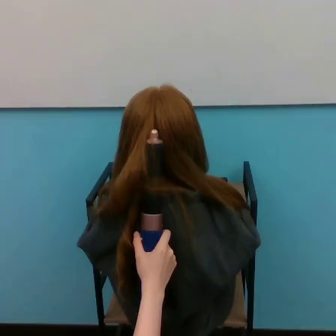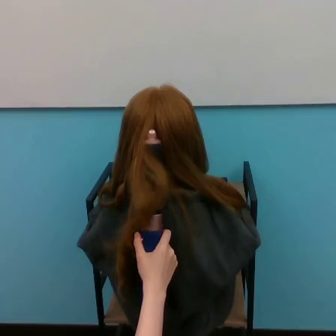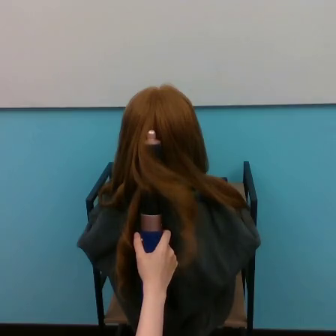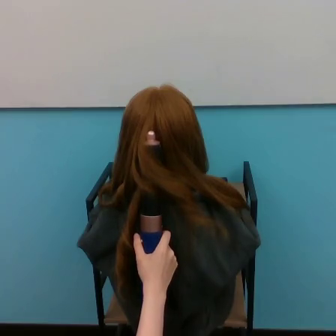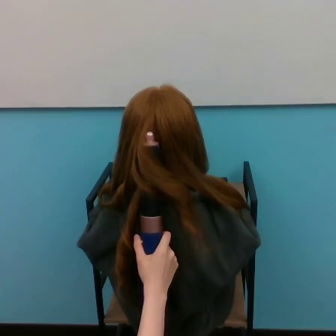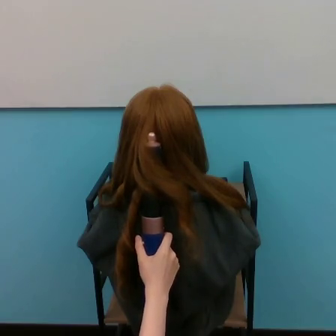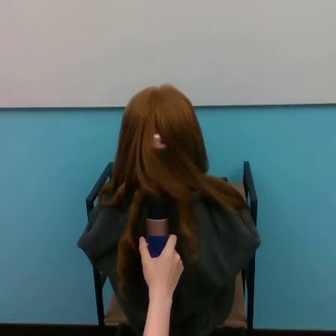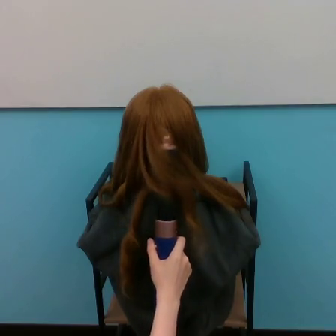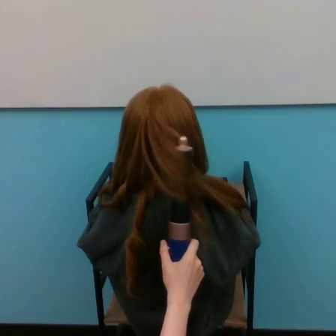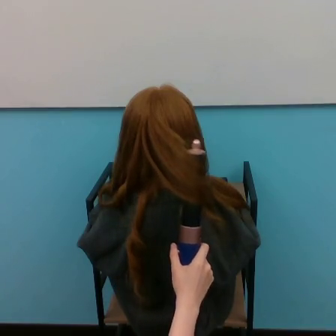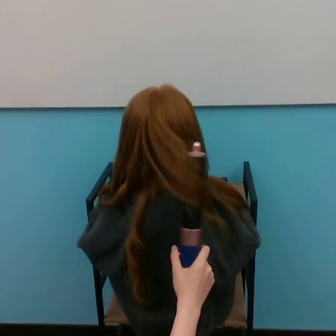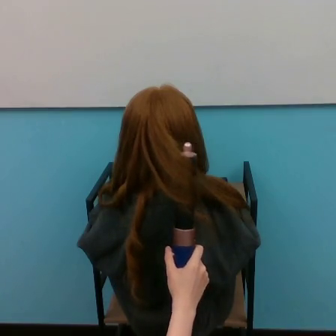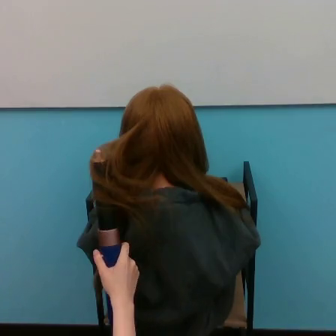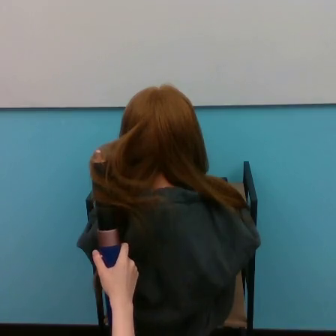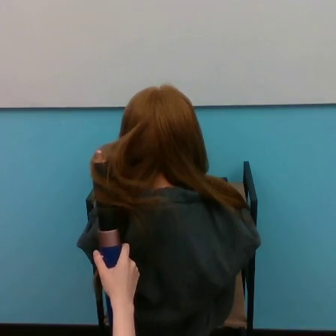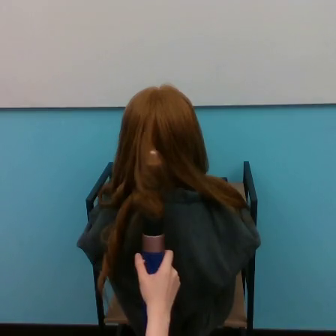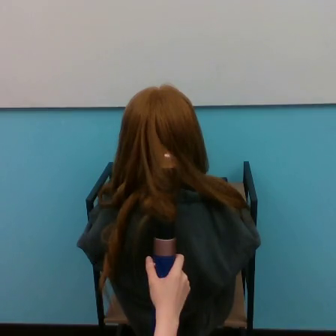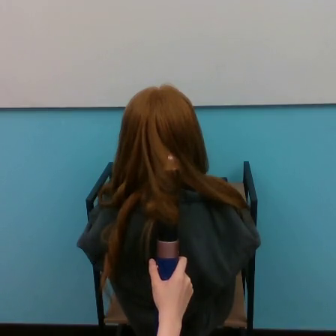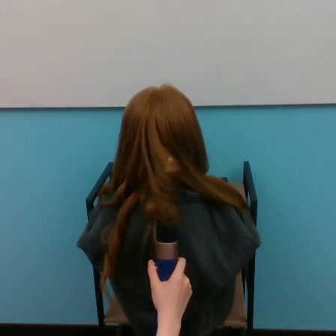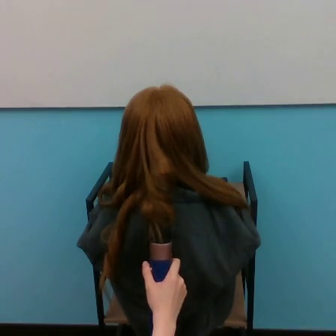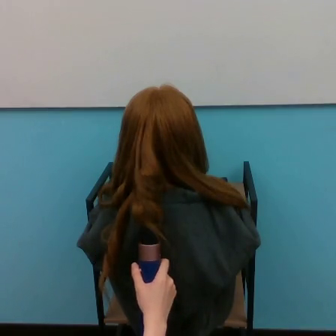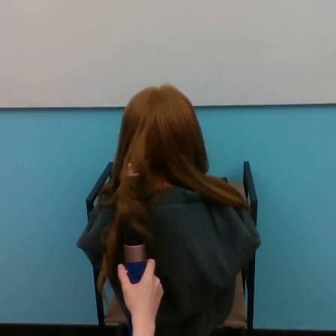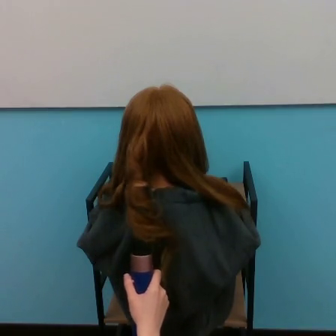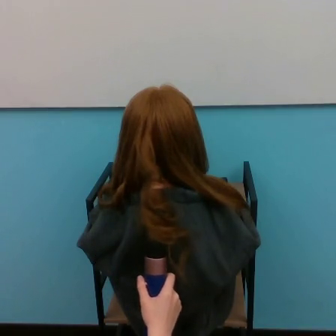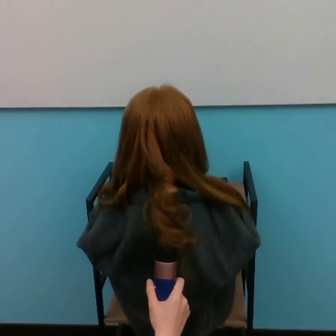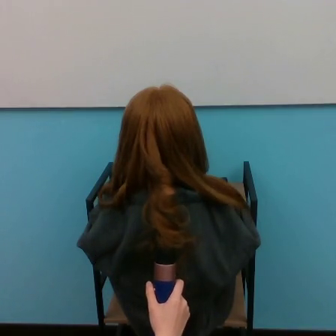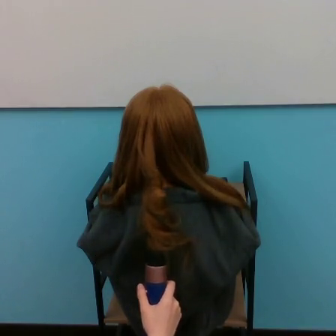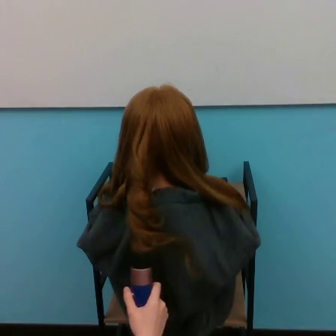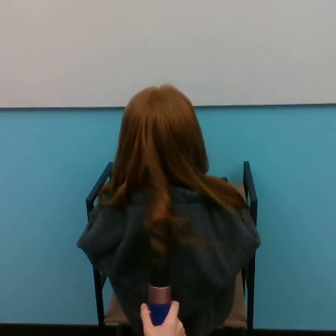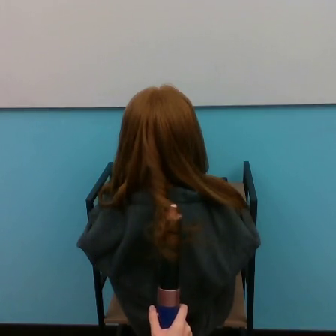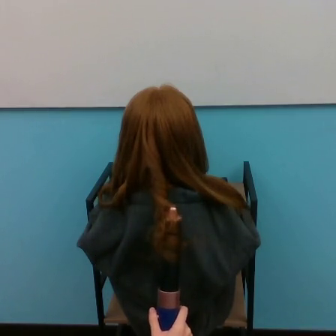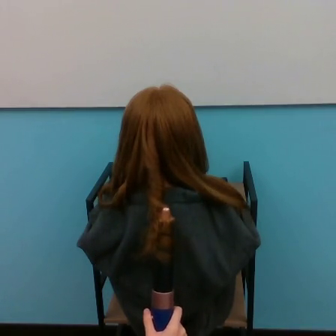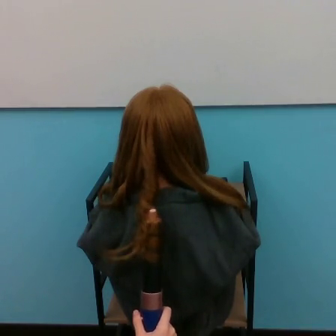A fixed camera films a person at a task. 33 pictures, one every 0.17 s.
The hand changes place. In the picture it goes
downward.
0.00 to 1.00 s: The hand moves only a little.
1.00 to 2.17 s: The hand goes to the left.
2.17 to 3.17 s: The hand goes to the right.
3.17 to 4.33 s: The hand goes to the left, then to the right.
4.33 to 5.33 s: The hand goes to the left.
Task: curl hair.
Motion: move downward, making horizontal oscillations to the left and to the right.
